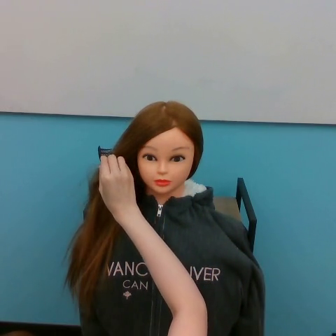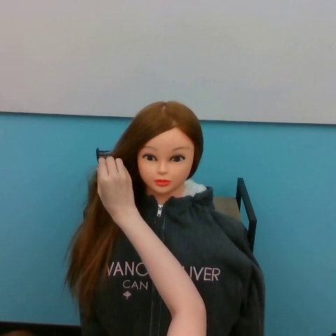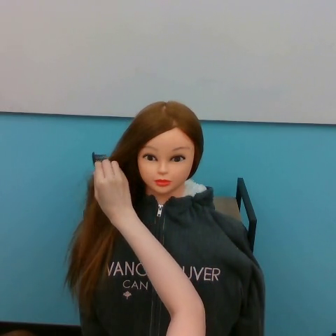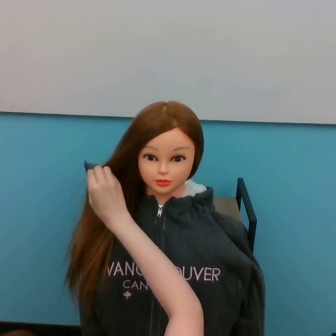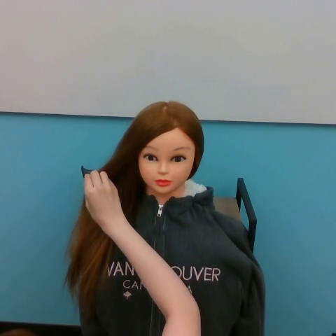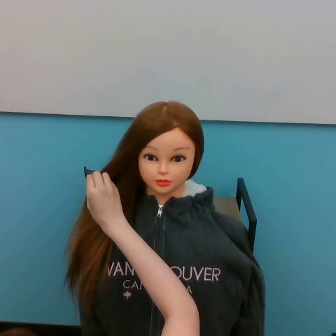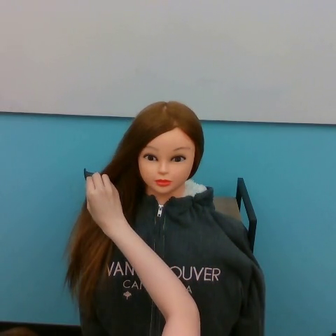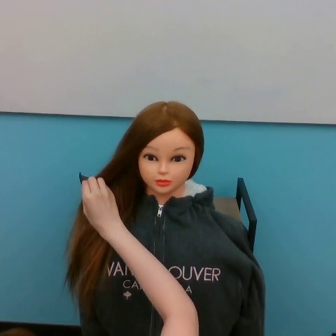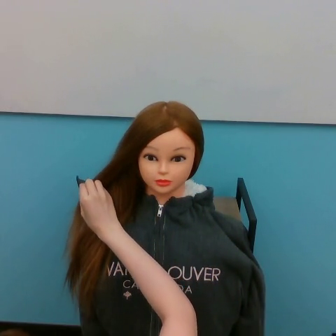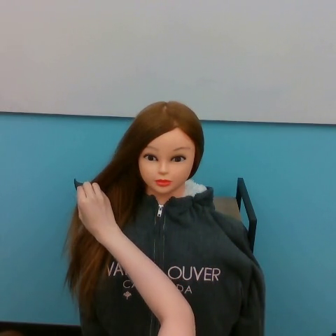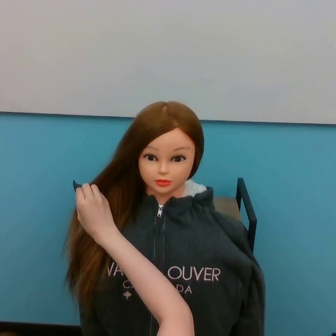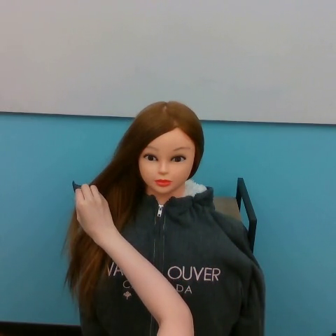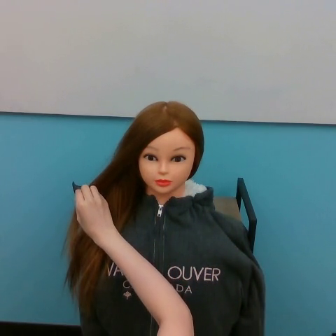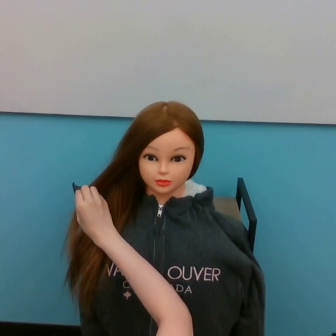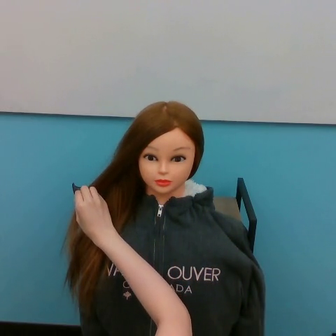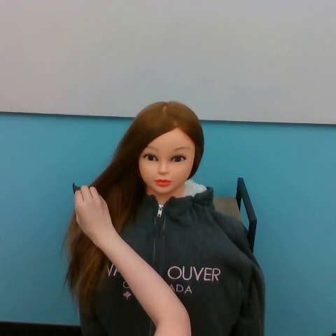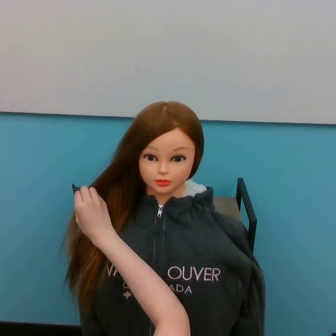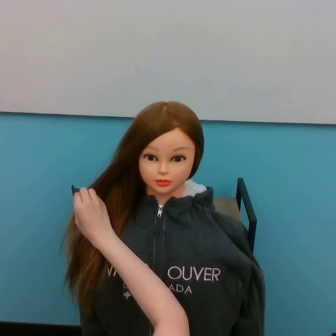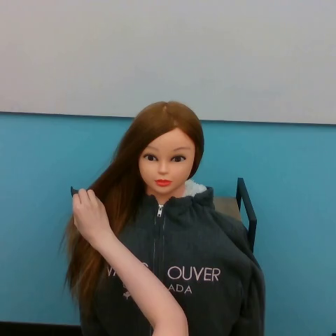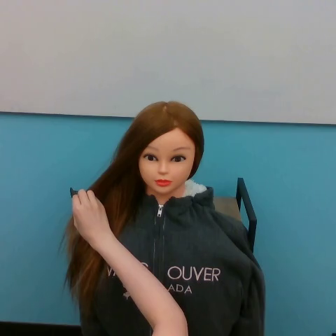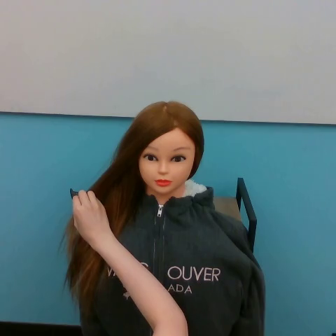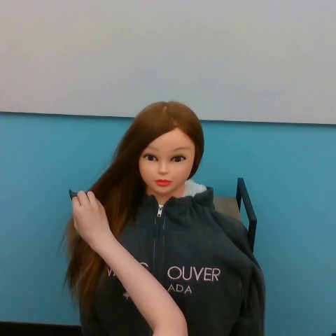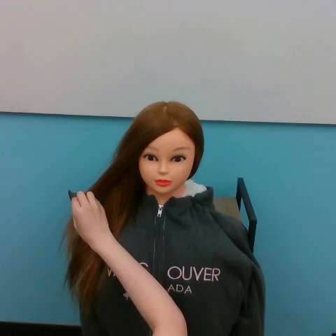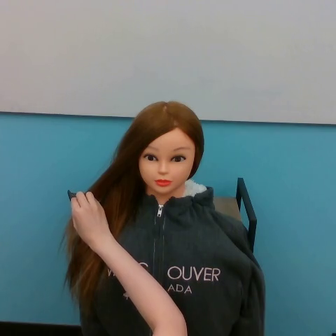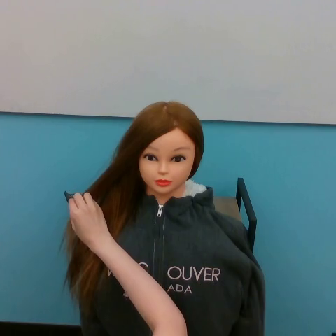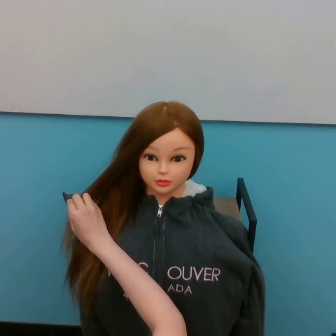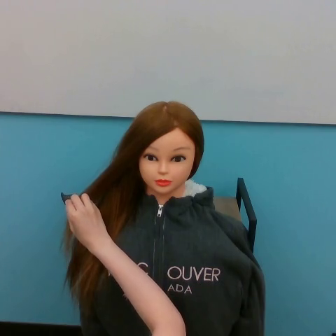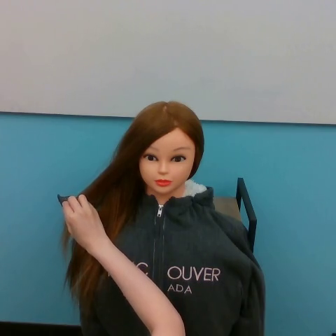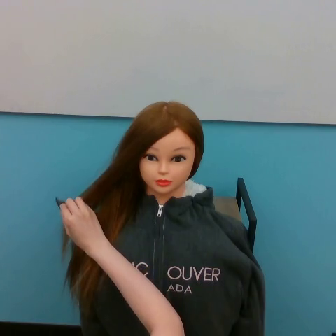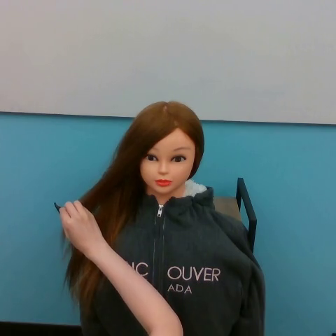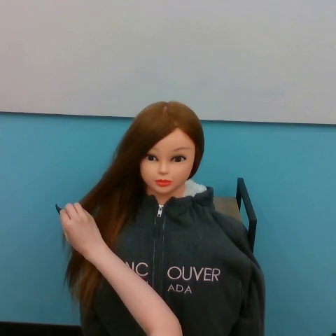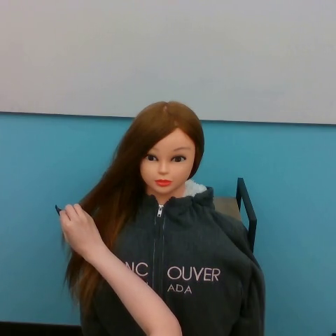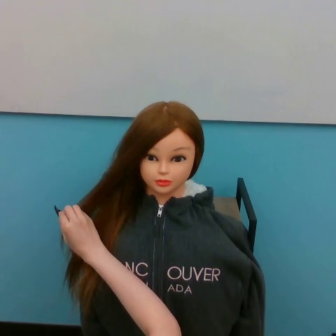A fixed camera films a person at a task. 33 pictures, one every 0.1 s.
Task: brush hair.
0.0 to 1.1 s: The hand goes downward and to the left.
1.1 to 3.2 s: The hand goes downward and to the left.
